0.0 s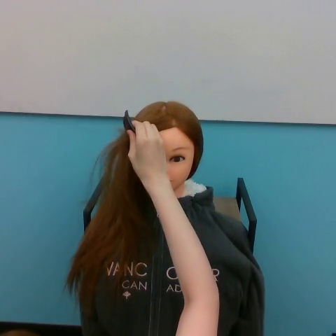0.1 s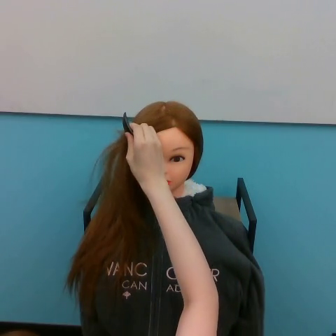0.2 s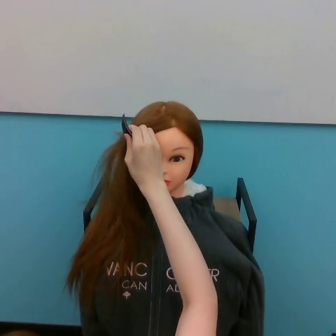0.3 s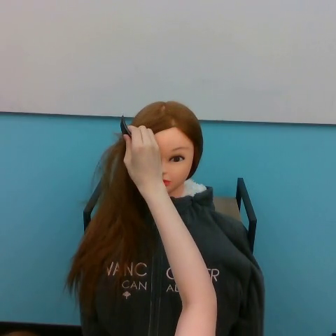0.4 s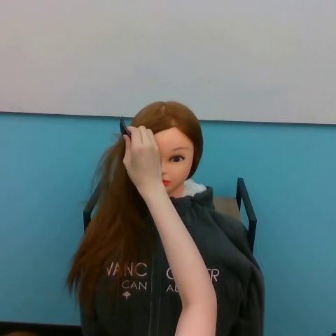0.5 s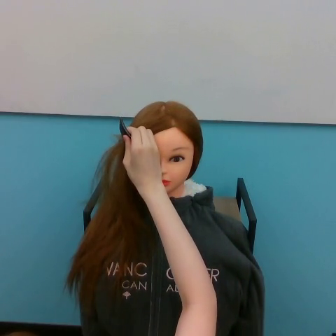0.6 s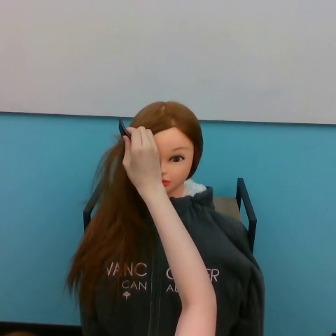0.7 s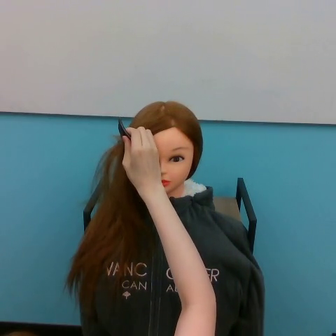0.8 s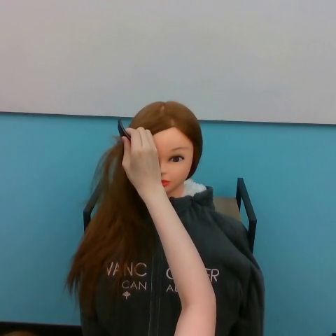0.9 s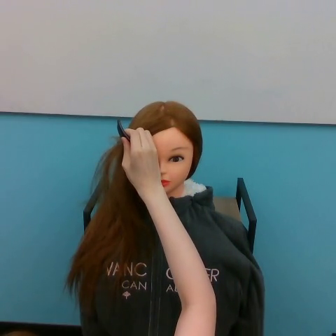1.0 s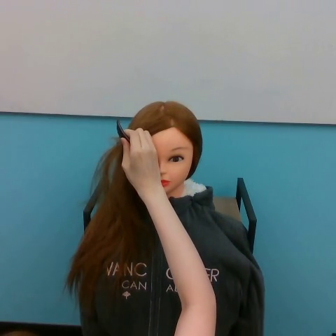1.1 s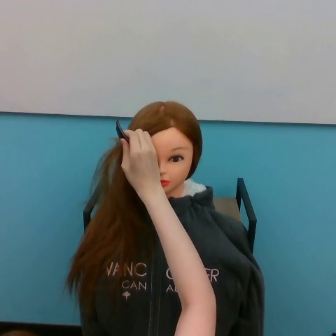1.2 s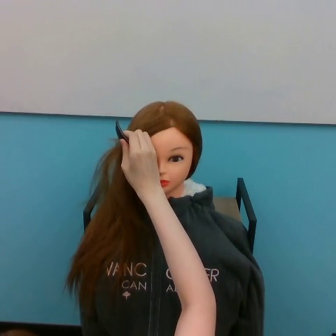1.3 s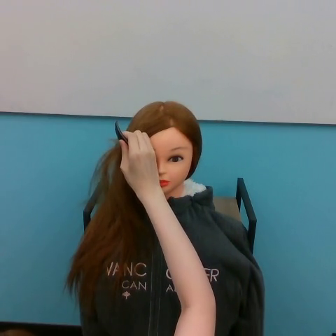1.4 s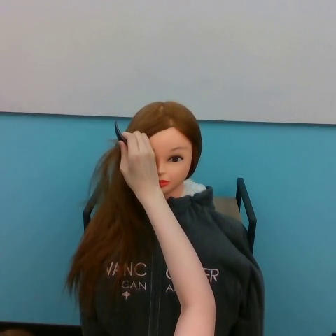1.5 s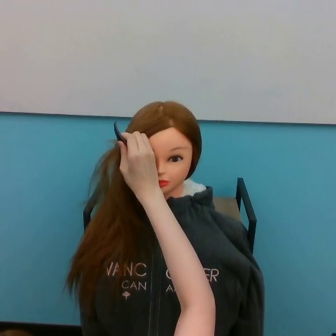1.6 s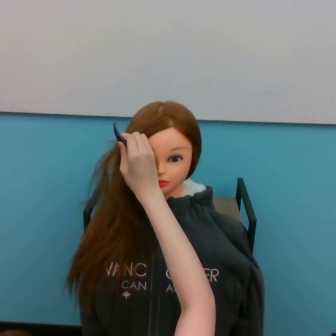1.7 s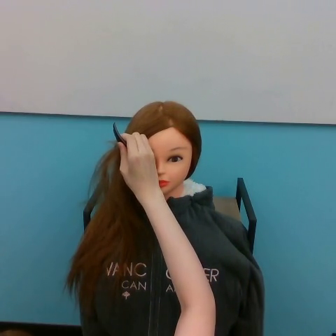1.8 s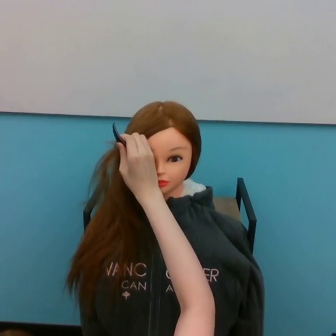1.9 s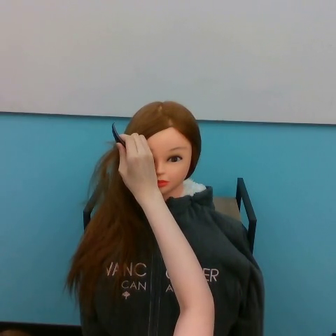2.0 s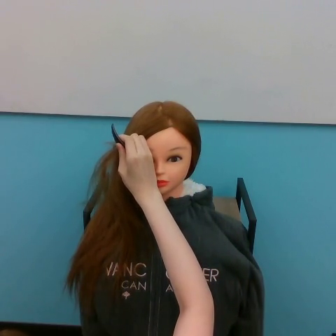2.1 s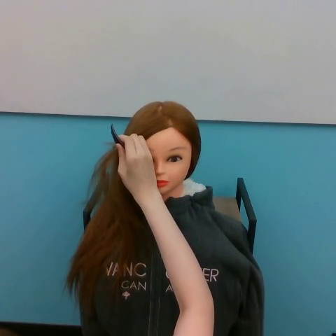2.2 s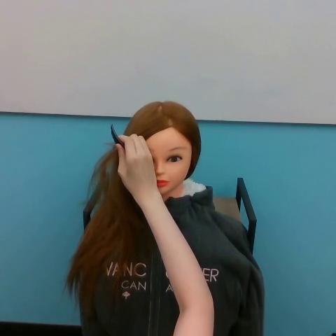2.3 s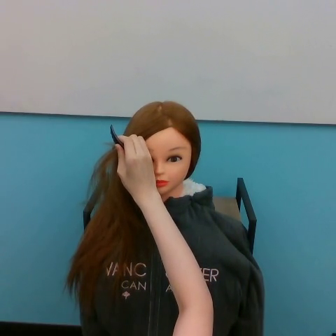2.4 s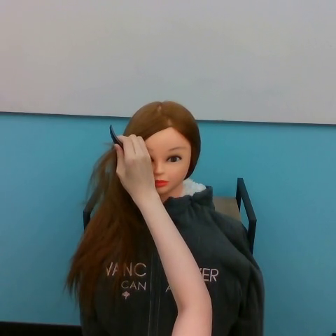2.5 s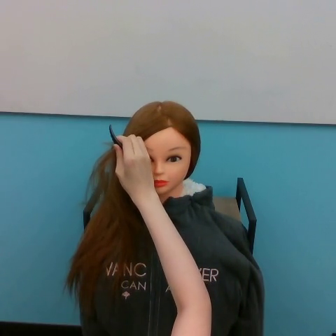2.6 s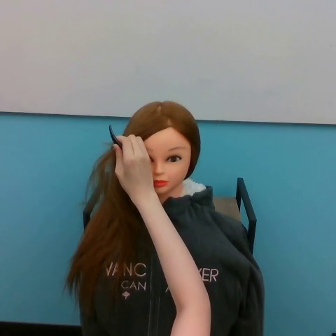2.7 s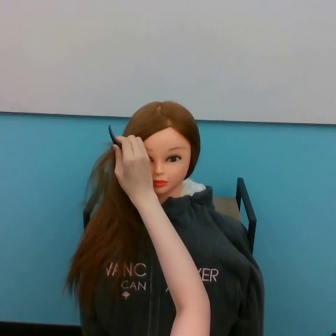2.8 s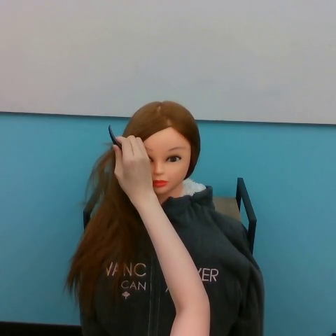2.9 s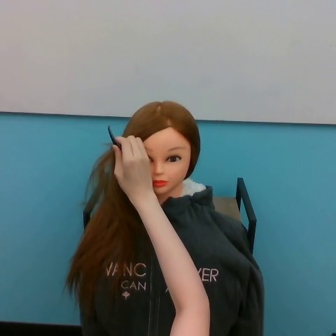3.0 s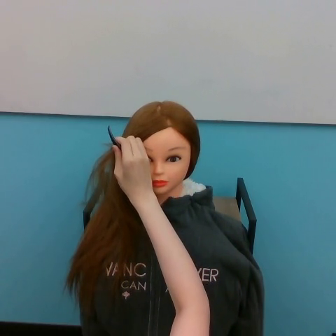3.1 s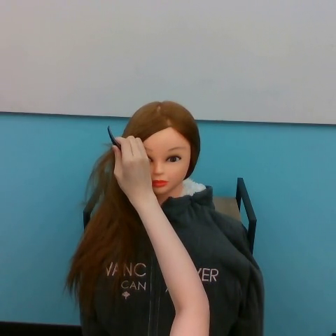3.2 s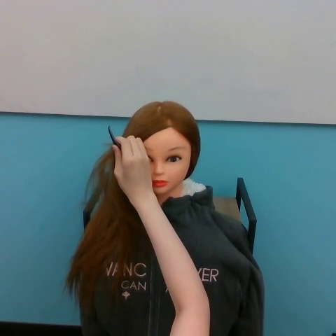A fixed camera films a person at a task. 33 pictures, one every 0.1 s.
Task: brush hair.
0.0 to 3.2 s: The hand goes downward and to the left.
